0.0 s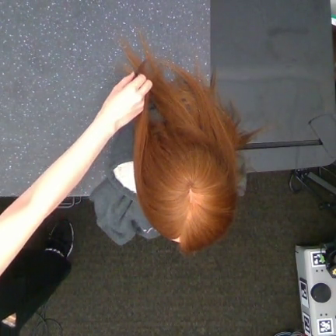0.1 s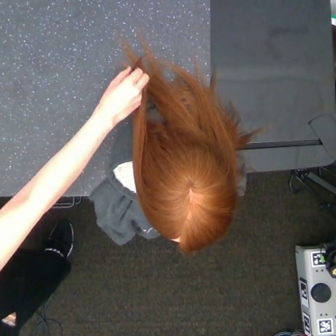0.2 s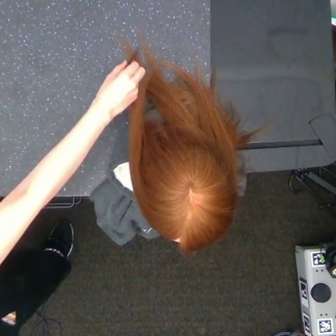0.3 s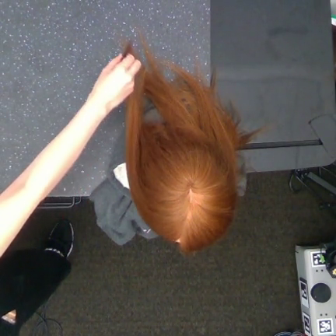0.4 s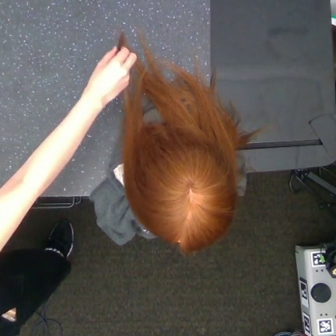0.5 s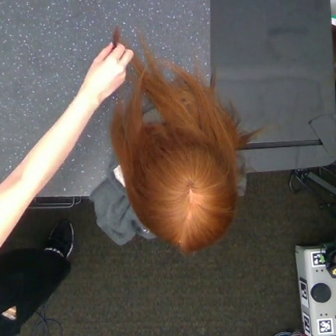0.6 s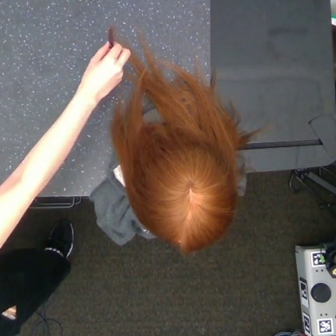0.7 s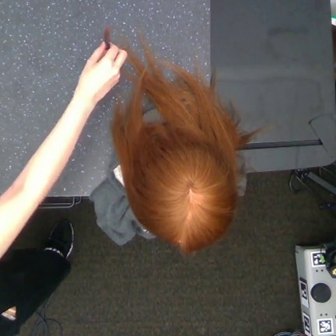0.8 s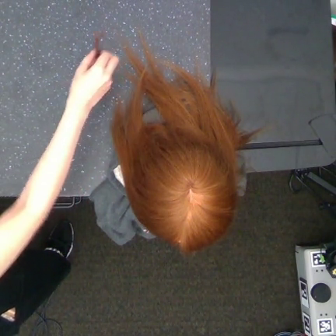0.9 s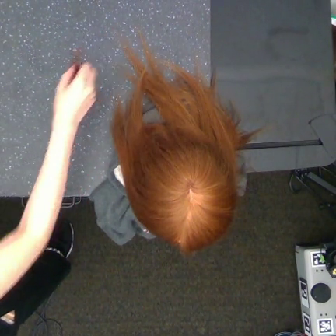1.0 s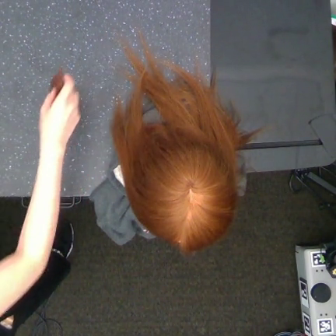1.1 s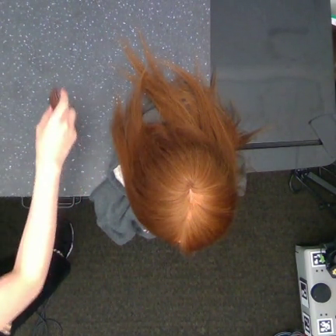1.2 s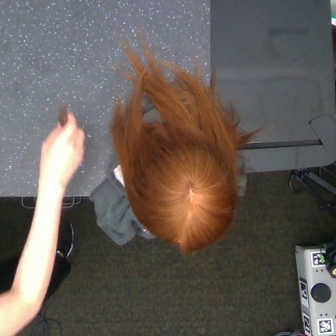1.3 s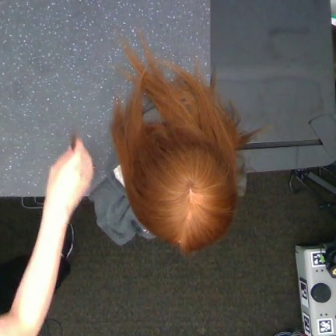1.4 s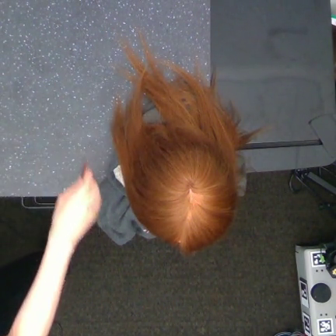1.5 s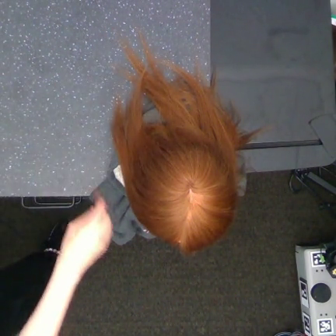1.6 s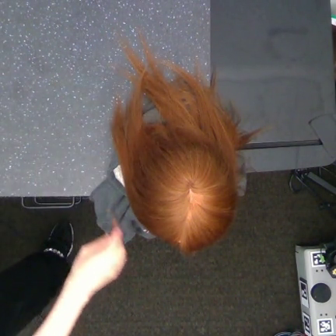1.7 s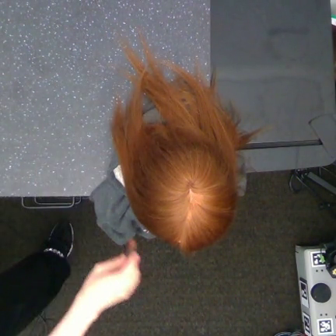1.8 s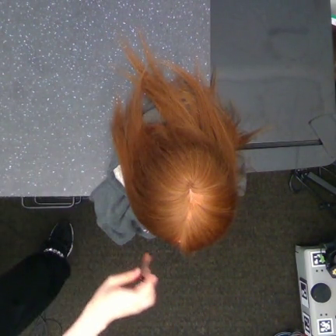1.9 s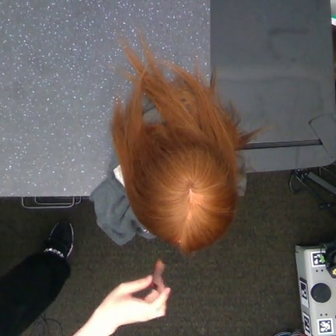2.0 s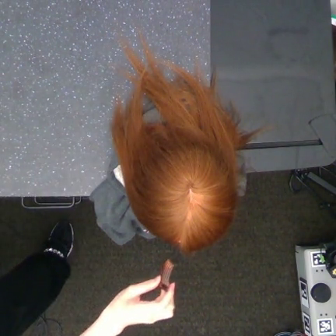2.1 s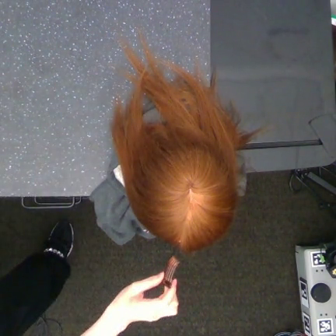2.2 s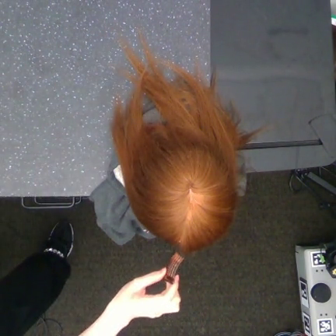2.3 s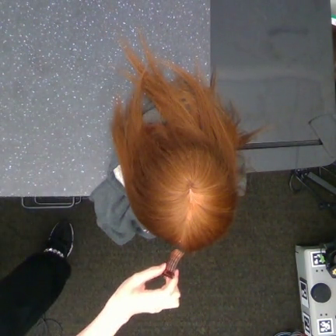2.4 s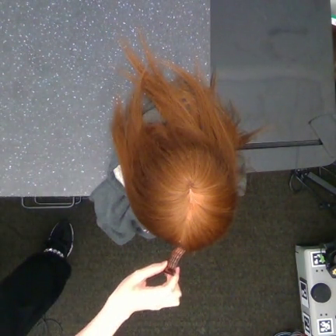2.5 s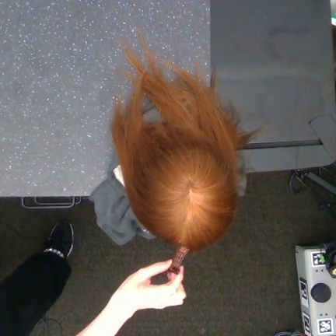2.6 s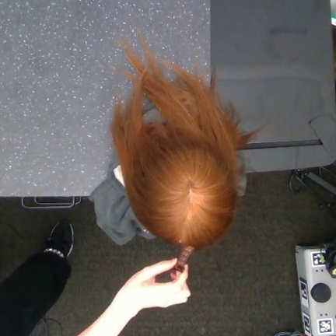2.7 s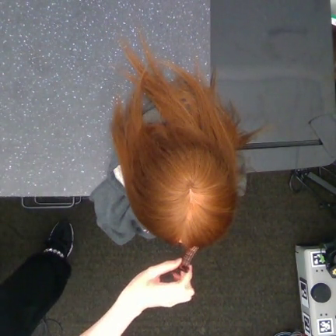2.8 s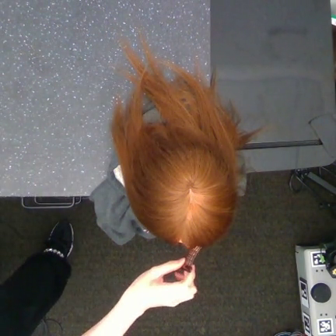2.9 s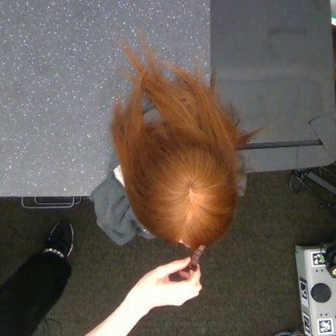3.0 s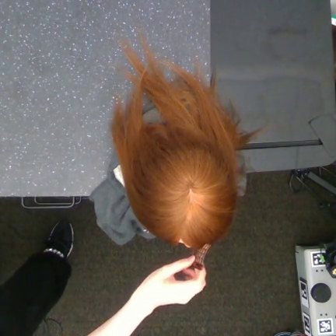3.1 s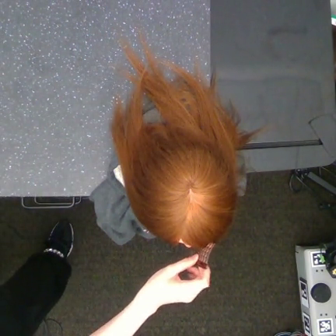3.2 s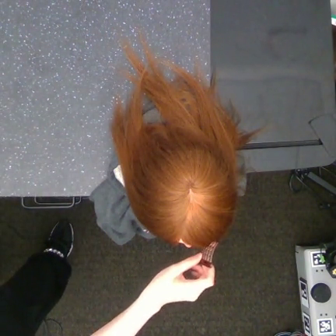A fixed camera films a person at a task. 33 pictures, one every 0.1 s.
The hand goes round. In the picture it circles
counterclockwise.
0.0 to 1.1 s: The hand goes to the left, on a counterclockwise arc.
1.1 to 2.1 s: The hand goes downward and to the right.
2.1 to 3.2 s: The hand goes to the right and upward.
In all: It circles counterclockwise, turning through about 270 degrees.
Task: part hair.
